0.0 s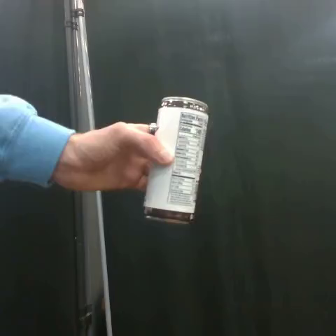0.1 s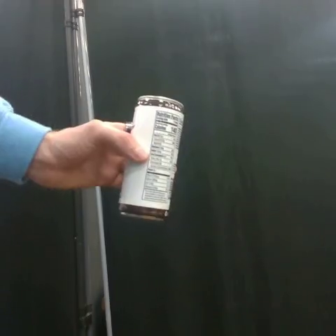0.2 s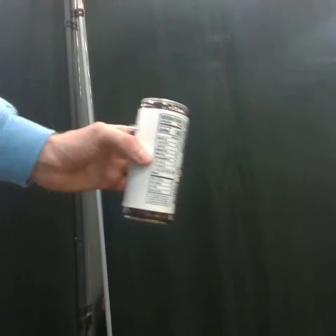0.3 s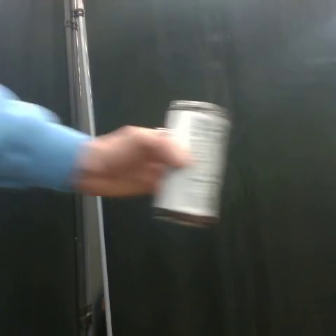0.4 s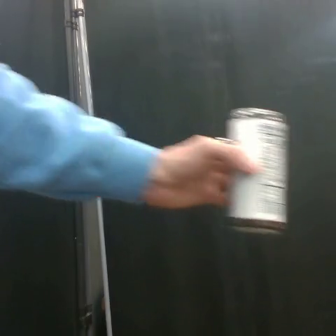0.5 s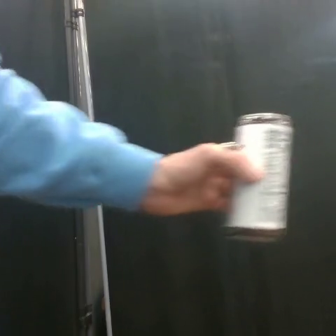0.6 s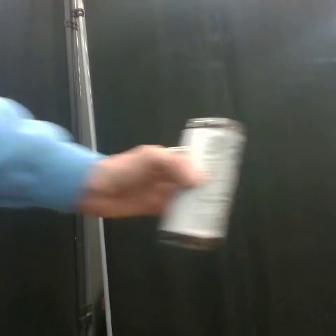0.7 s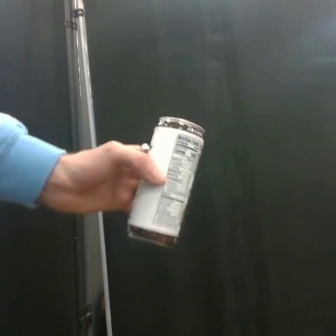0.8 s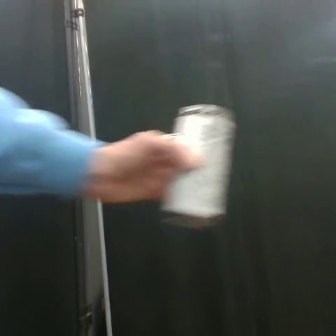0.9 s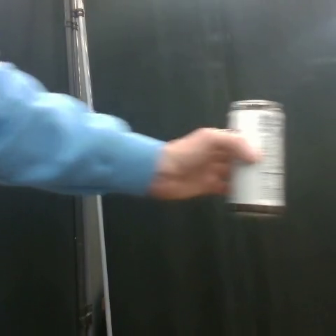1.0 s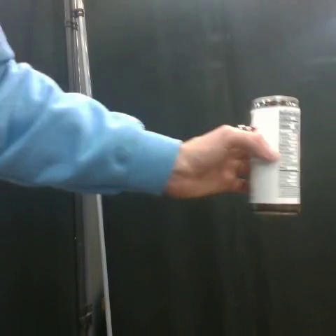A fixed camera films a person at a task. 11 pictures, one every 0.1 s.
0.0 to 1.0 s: The hand goes to the right.
Task: shake the coffee can.
Motion: move to the left and to the right 2 times.
